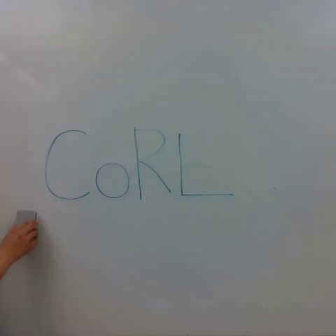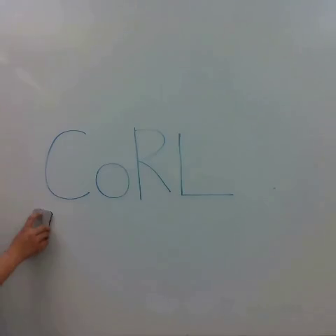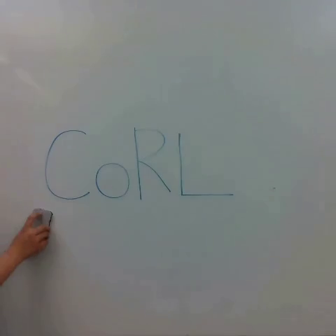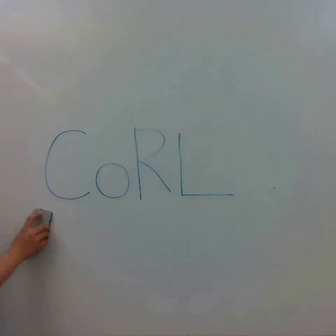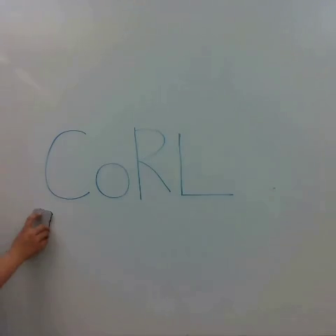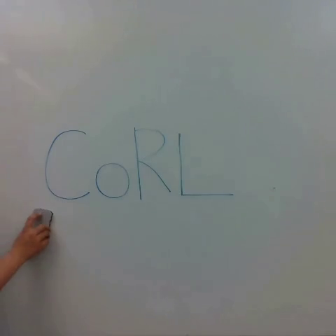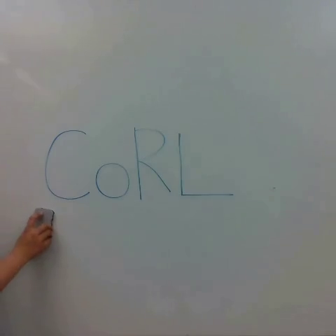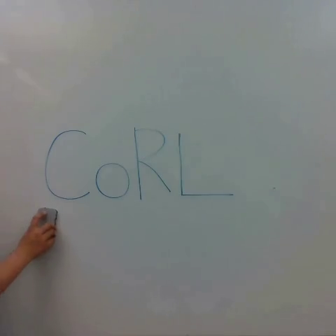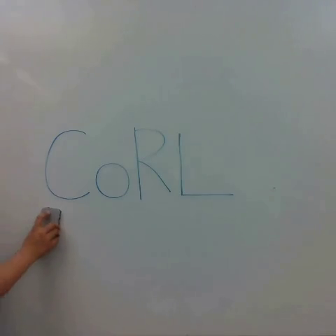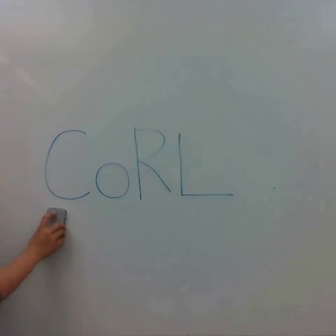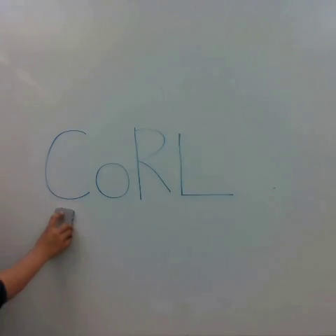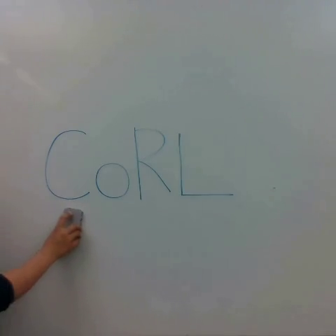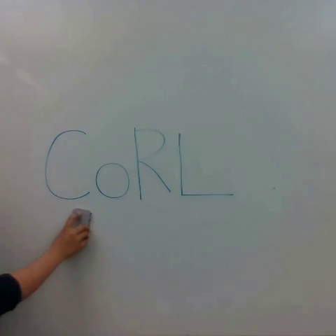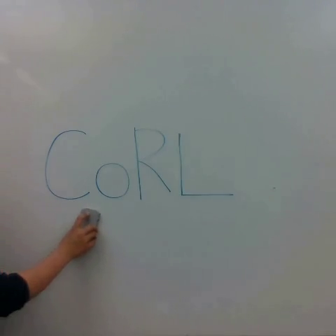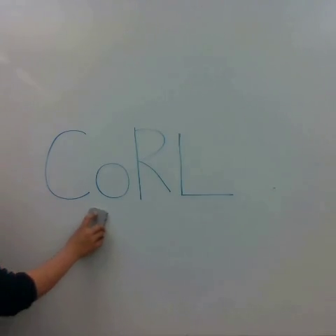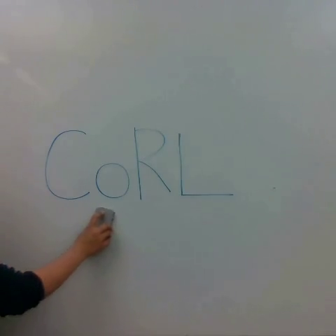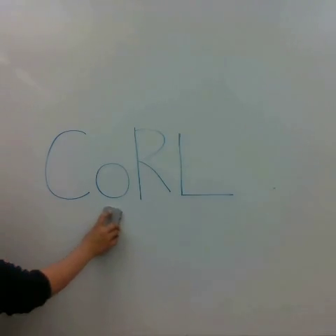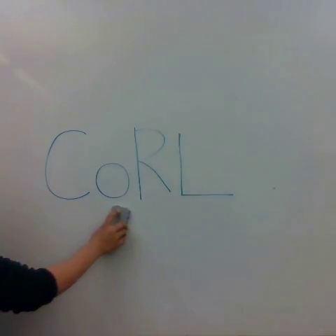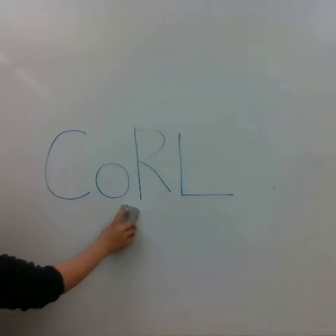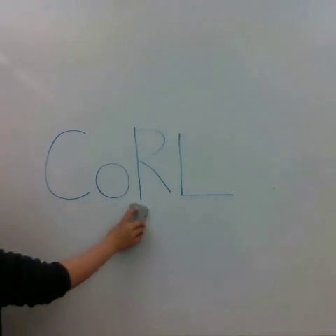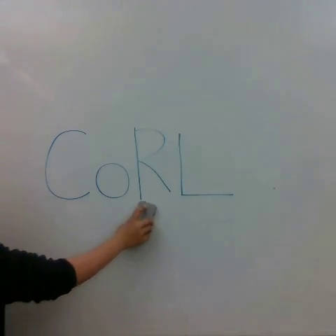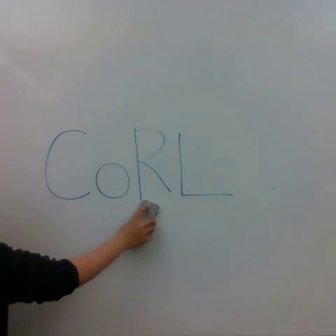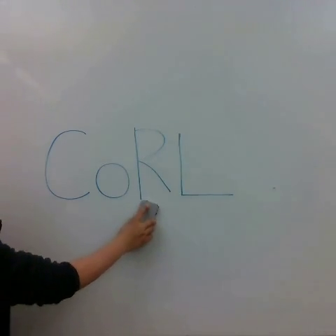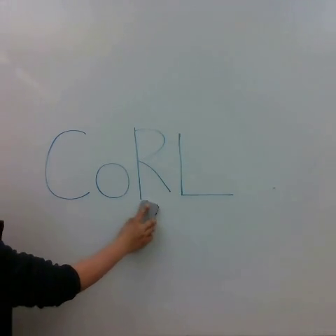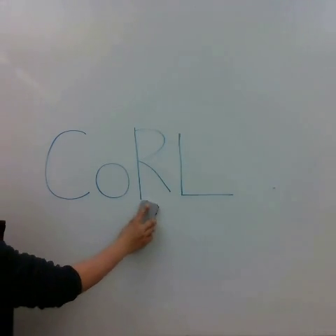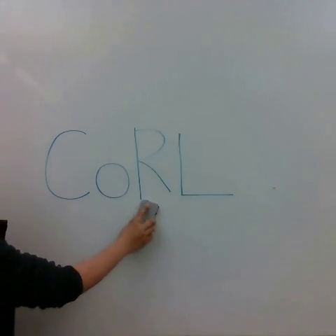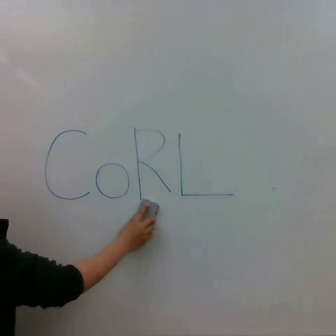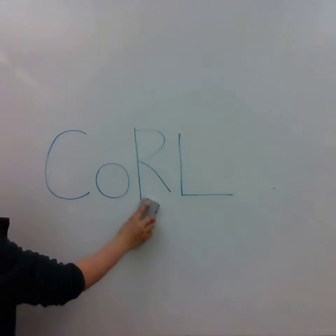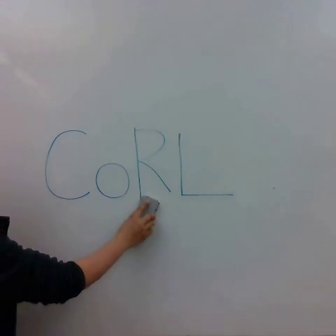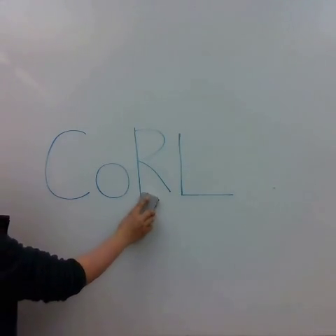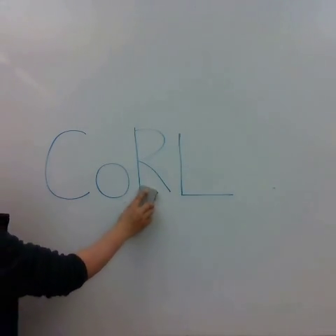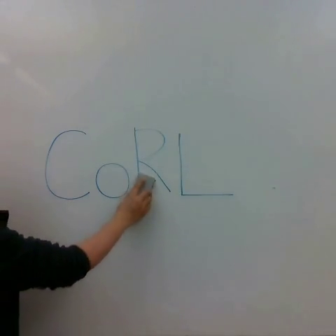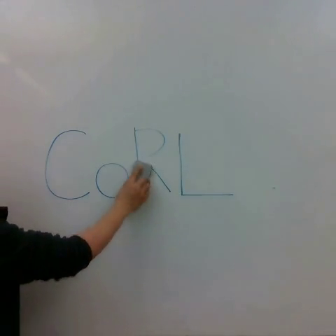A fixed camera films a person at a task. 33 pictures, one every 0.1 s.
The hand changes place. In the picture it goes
to the right.
0.0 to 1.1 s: The hand goes to the right.
1.1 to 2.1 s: The hand goes to the right.
2.1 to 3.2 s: The hand goes upward.
Task: erase whiteboard.
